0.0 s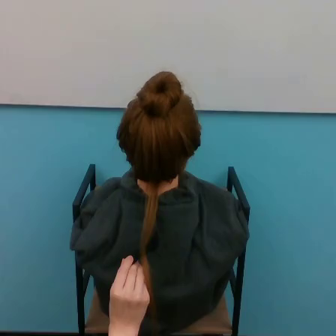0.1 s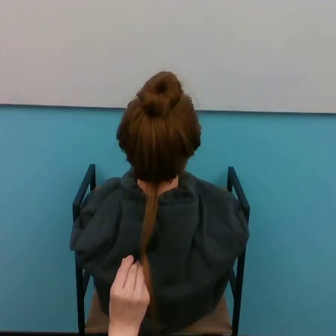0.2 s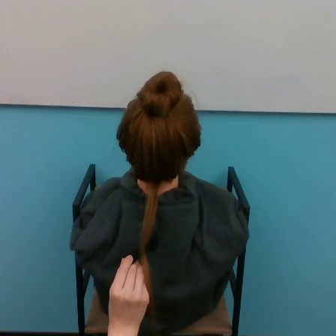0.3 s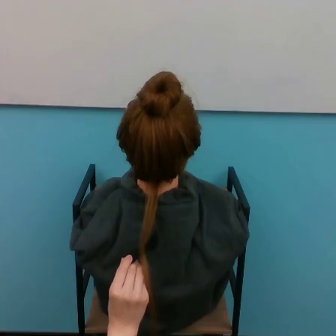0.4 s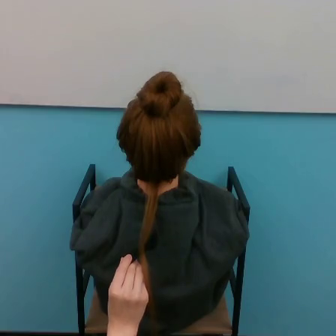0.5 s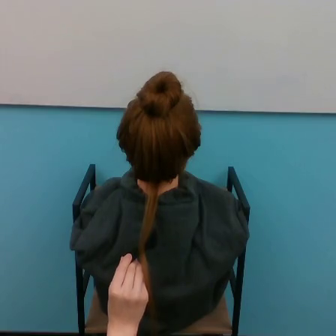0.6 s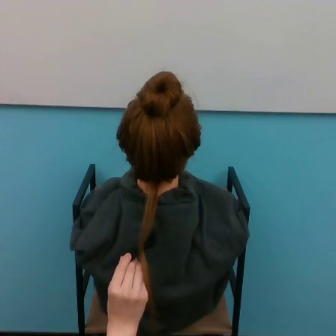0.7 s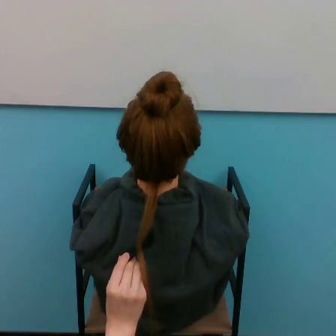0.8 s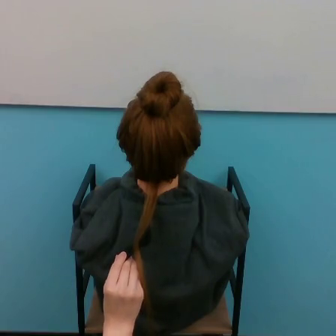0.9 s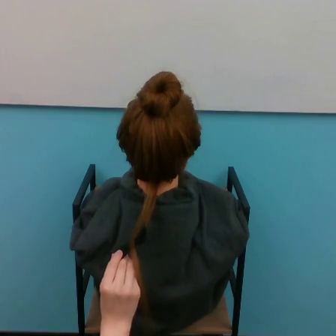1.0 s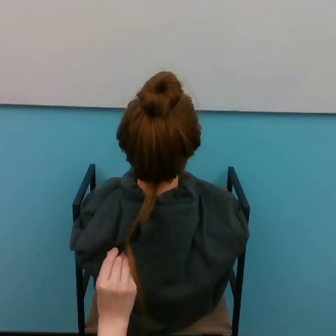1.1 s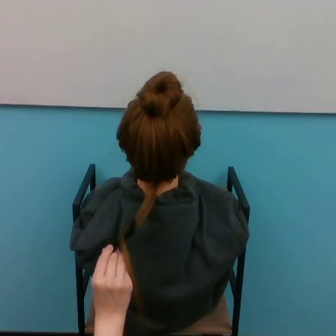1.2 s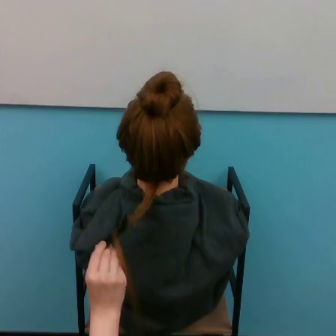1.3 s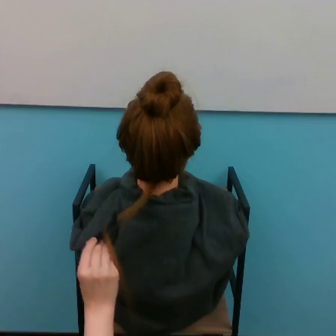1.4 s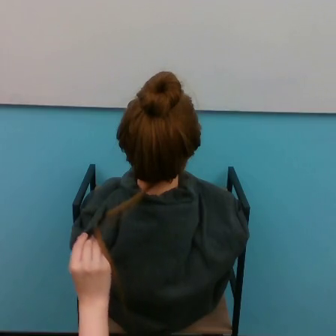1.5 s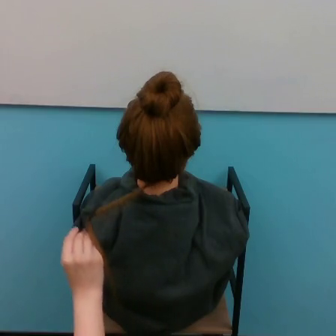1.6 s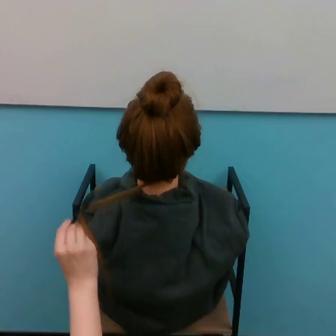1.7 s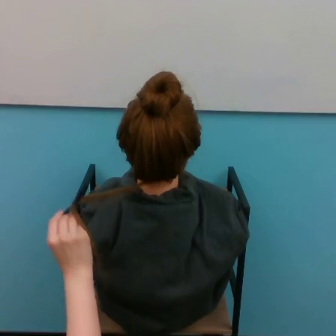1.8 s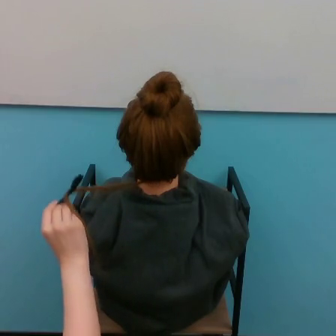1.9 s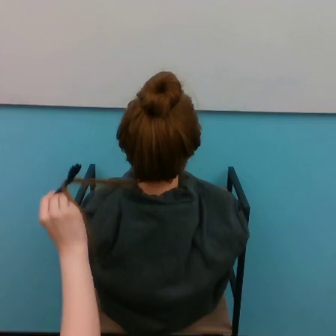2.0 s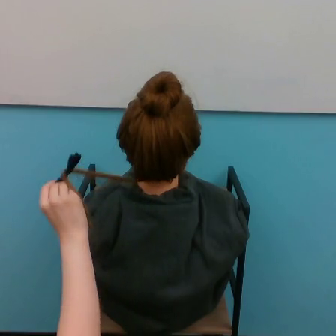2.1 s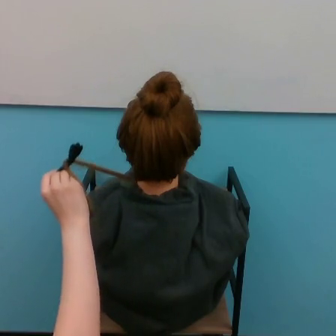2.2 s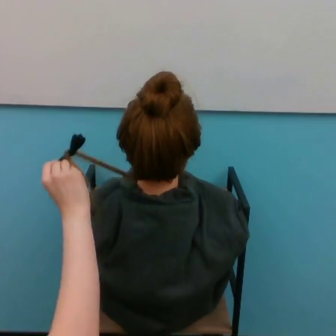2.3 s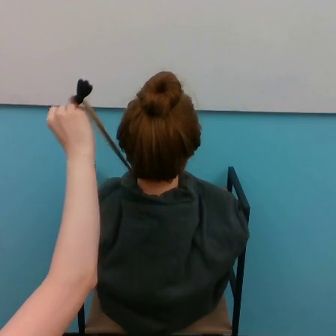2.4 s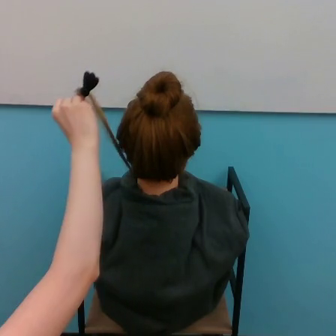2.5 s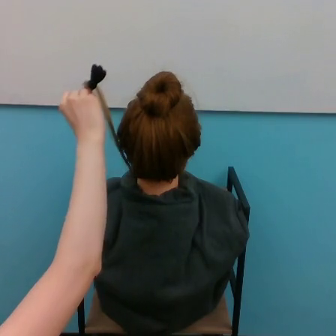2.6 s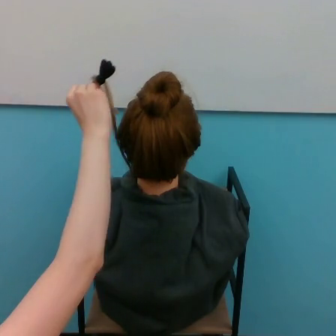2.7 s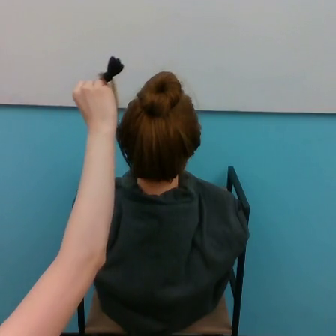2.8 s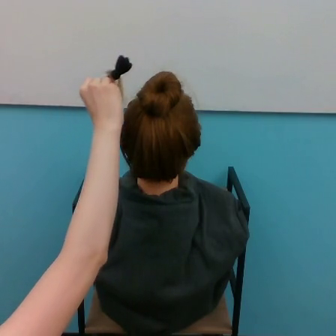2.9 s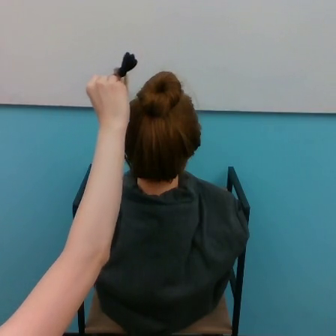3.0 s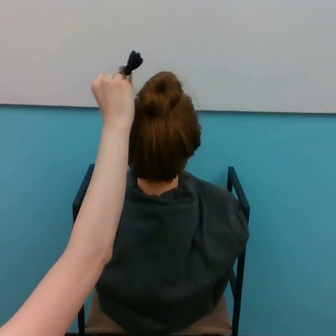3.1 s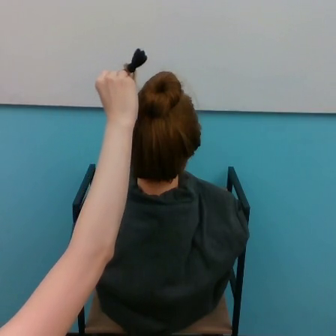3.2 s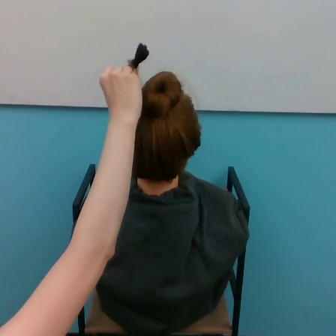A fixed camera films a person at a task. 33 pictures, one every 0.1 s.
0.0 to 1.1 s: The hand goes to the left.
1.1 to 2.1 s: The hand goes upward and to the left.
2.1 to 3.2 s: The hand goes upward and to the right.
Task: tidy back hair.
